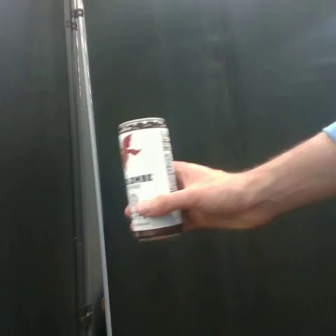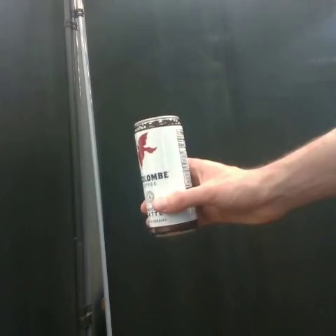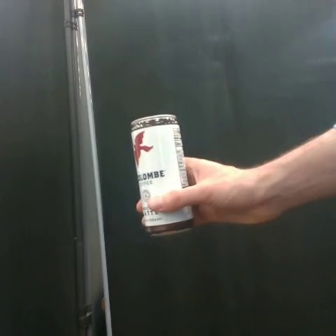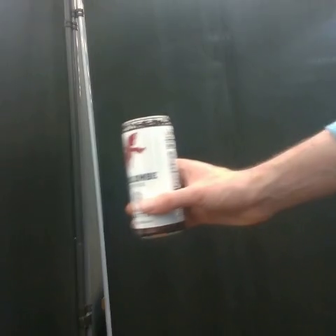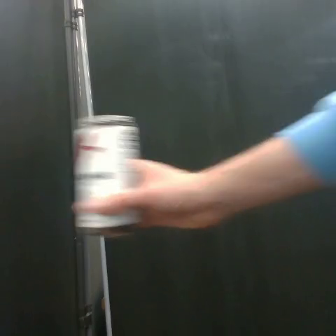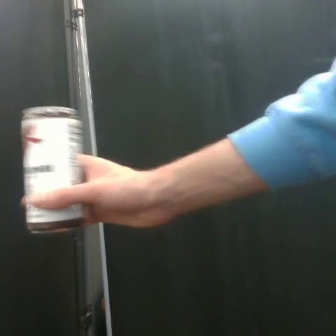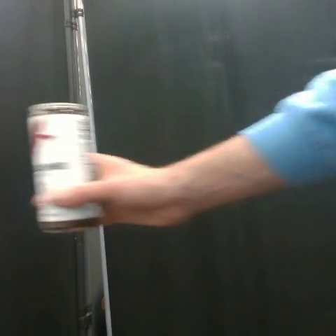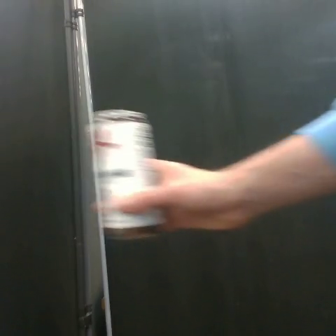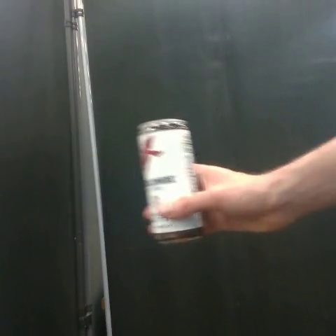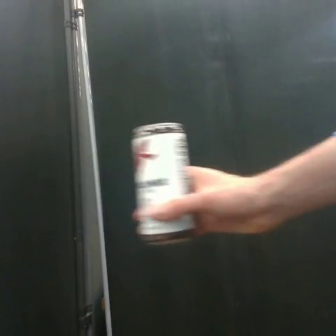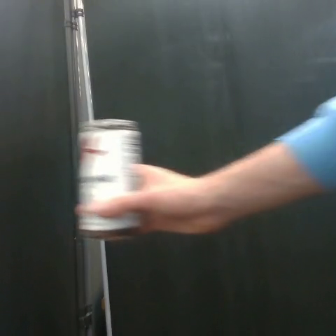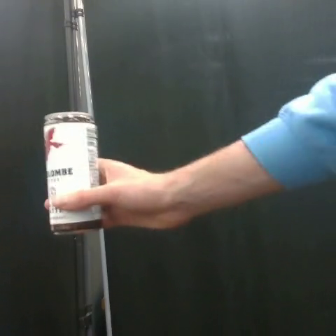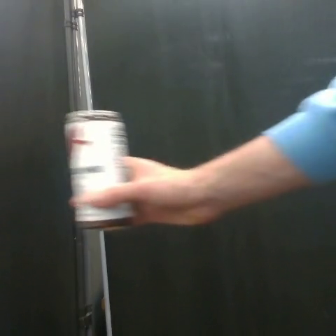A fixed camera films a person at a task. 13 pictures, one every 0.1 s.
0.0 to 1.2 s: The hand goes to the left, then to the right.
Task: shake the coffee can.
Motion: move to the left and to the right for 2 times.
